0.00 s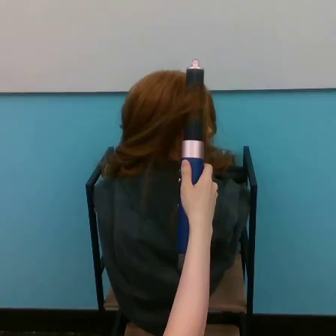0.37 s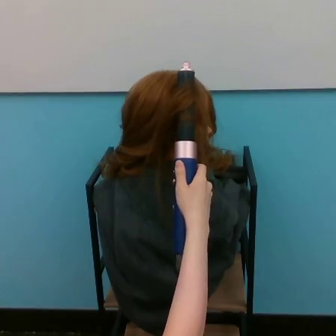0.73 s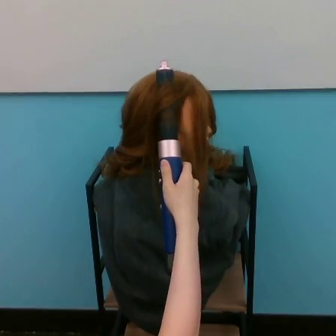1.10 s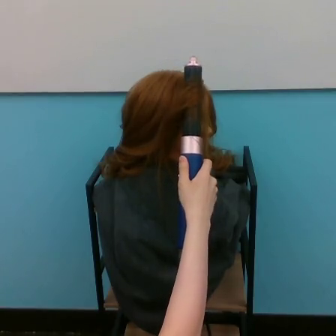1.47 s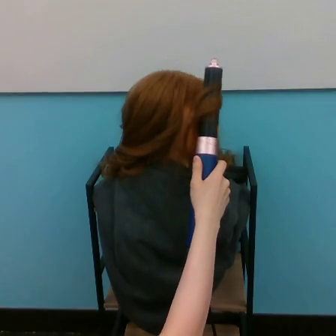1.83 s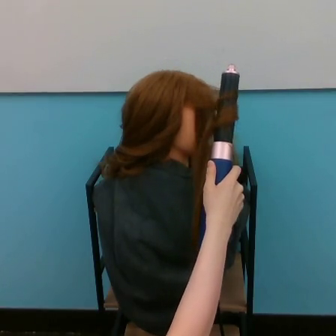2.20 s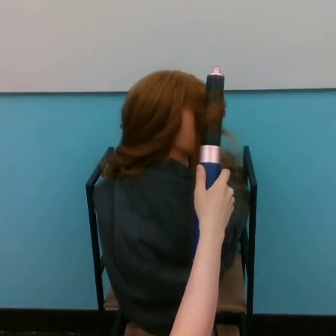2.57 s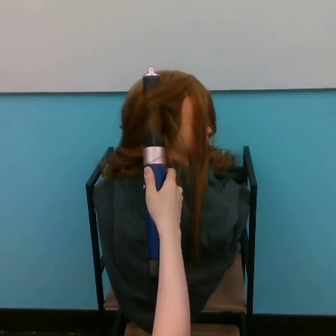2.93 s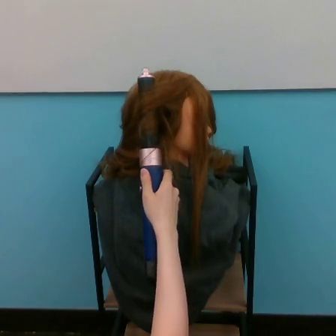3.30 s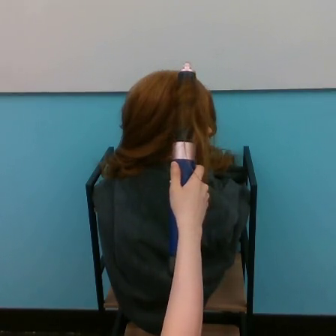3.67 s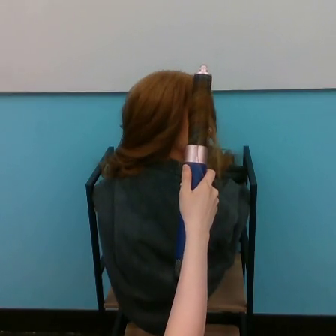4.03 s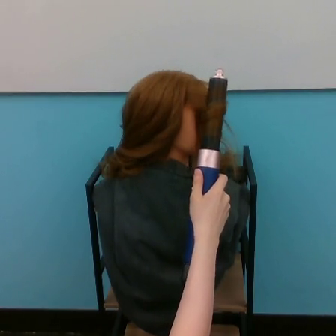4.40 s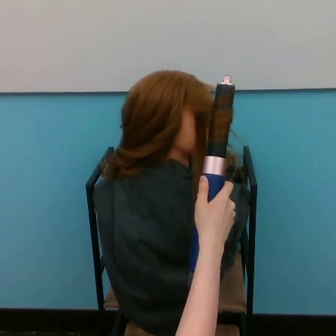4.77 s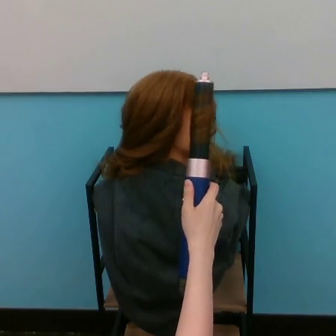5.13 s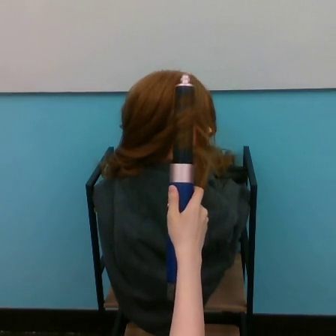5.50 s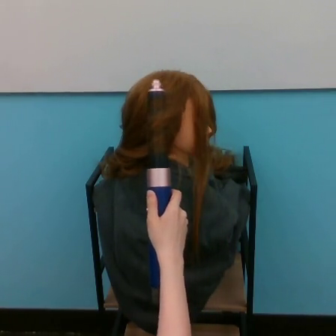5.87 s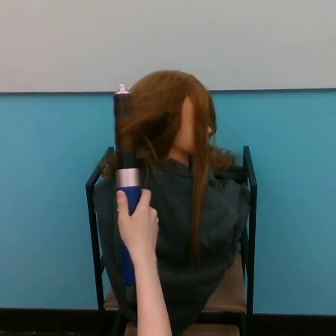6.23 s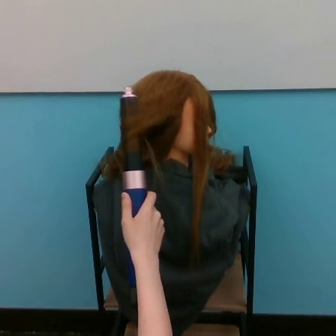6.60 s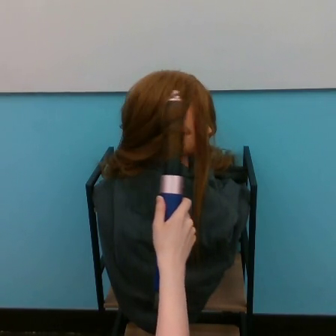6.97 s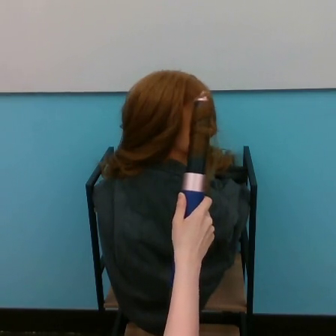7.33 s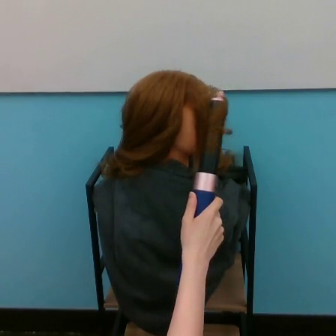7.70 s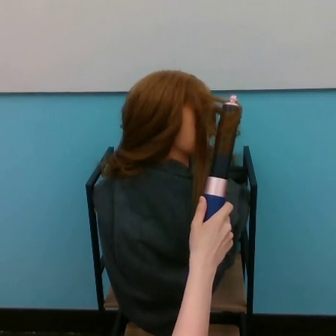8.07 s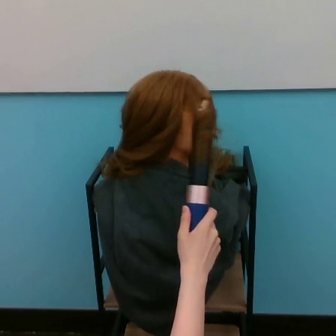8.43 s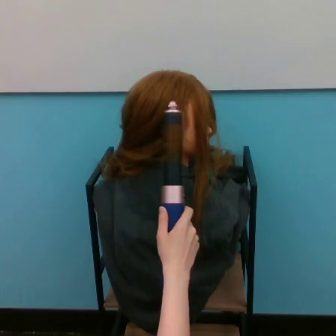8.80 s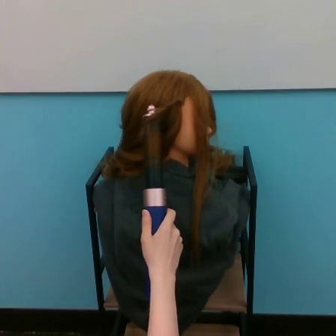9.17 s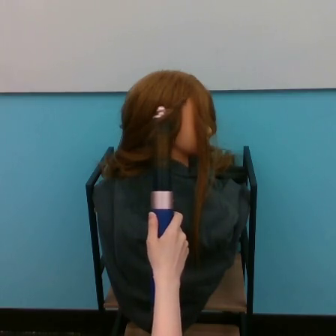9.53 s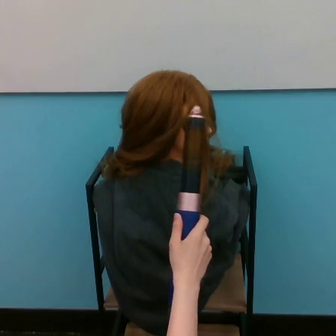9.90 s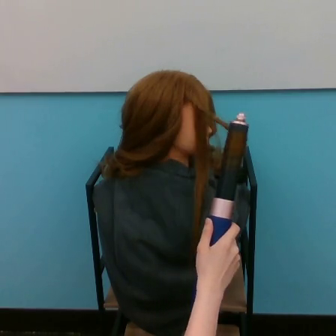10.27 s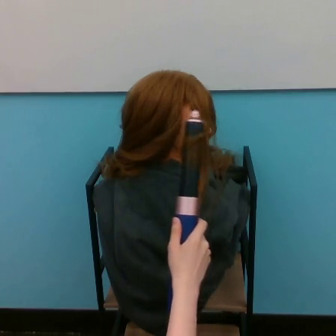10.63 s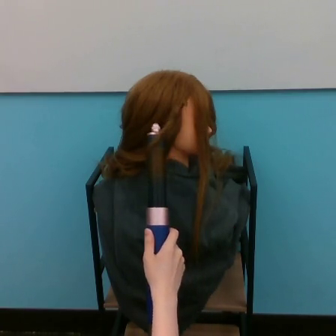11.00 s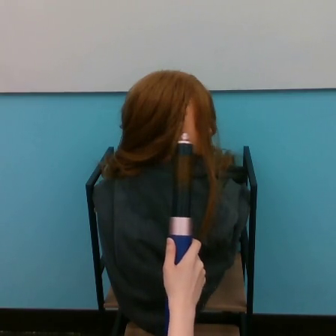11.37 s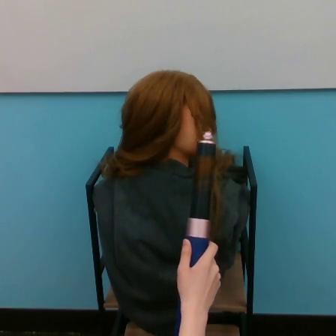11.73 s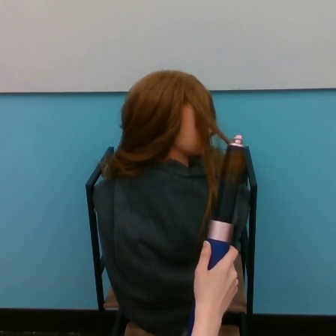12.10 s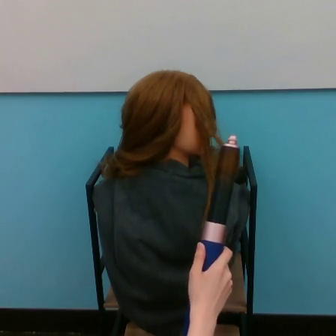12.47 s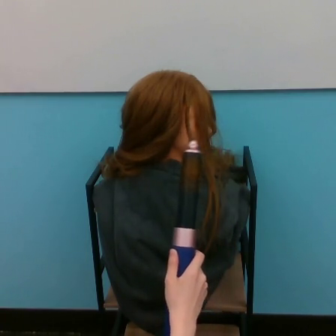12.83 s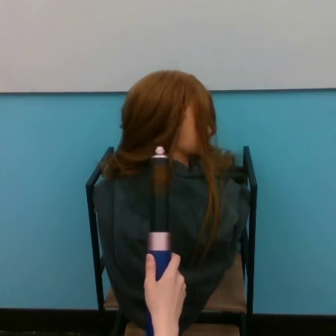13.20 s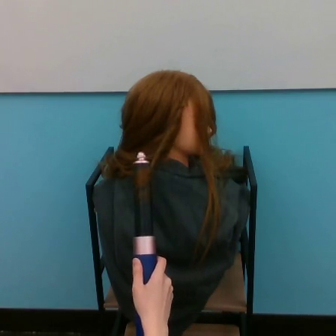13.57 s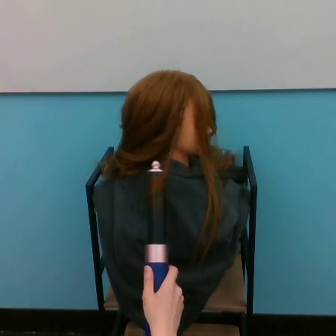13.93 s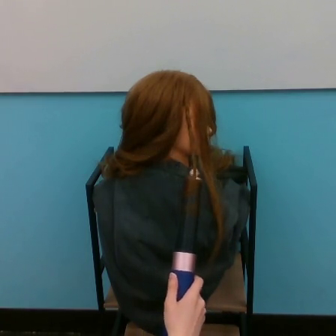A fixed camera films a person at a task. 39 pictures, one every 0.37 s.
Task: curl hair.
Motion: move downward, making horizontal oscillations to the left and to the right.
0.00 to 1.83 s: The hand goes to the right.
1.83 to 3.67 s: The hand goes to the left, then to the right.
3.67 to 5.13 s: The hand goes downward, on a clockwise arc.
5.13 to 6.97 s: The hand goes to the left, then to the right.
6.97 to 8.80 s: The hand goes to the left, on a clockwise arc.
8.80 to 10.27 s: The hand goes to the right, then to the left.
10.27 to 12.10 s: The hand goes to the right and downward.
12.10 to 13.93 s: The hand goes to the left, then to the right and downward, on a counterclockwise arc.
